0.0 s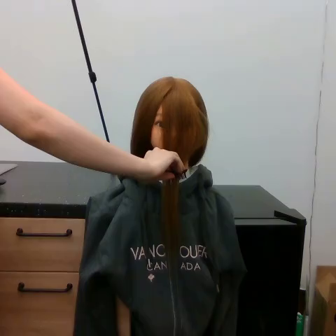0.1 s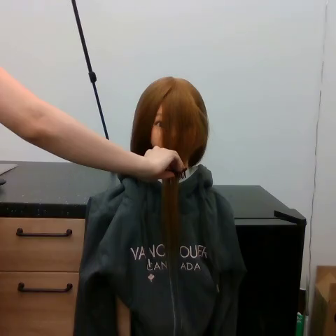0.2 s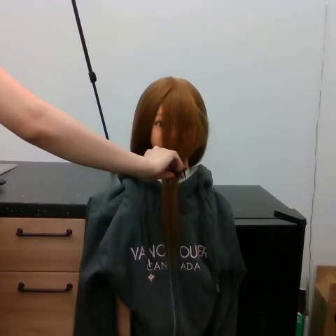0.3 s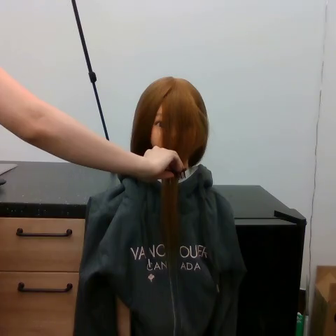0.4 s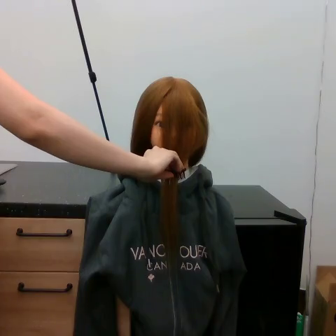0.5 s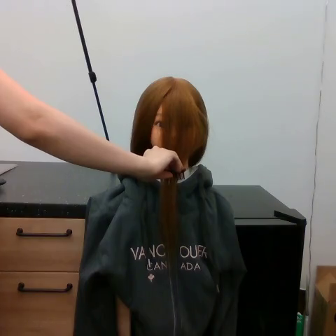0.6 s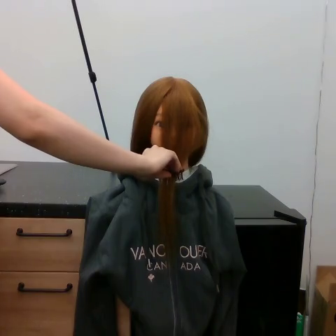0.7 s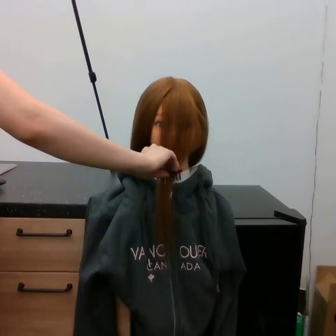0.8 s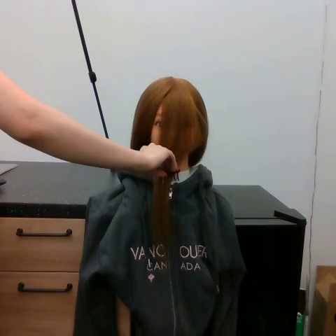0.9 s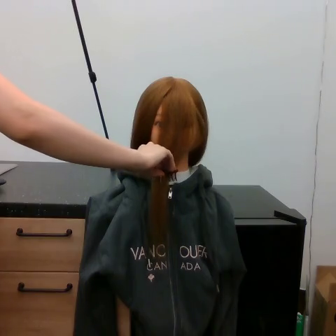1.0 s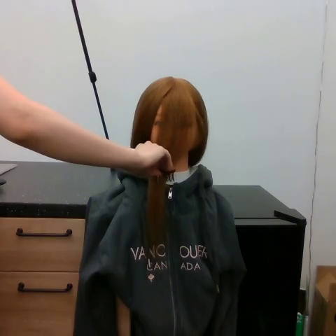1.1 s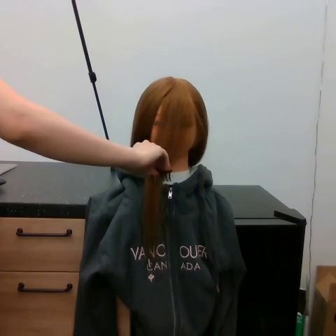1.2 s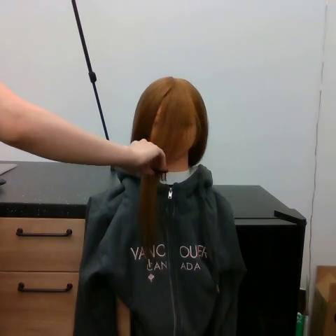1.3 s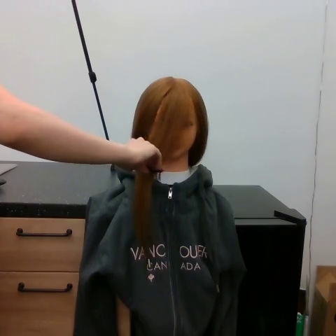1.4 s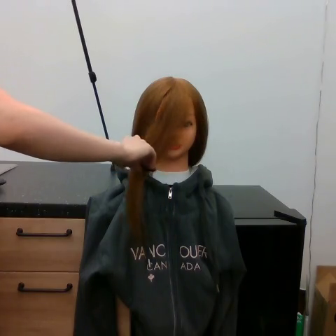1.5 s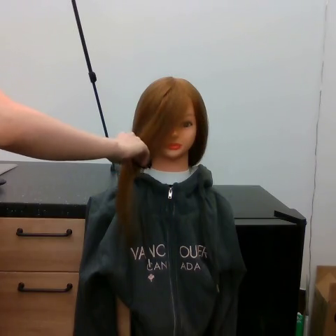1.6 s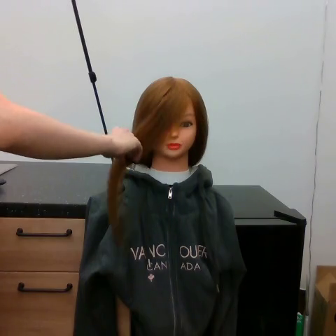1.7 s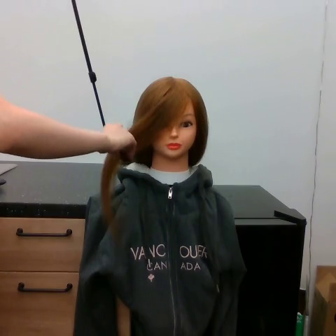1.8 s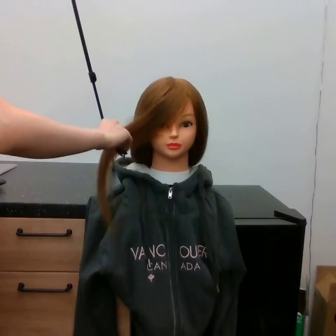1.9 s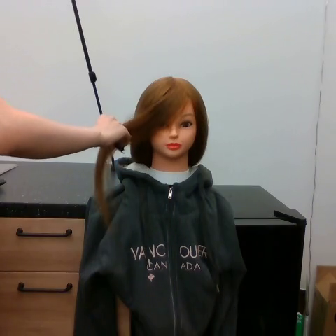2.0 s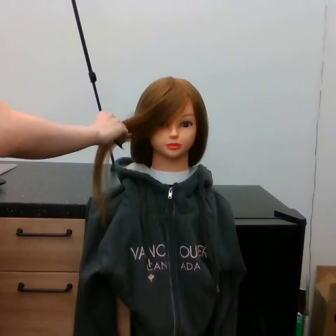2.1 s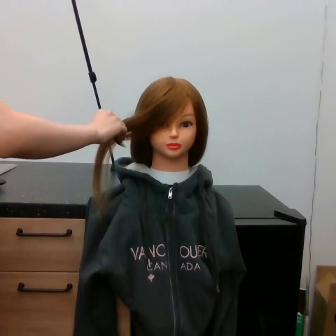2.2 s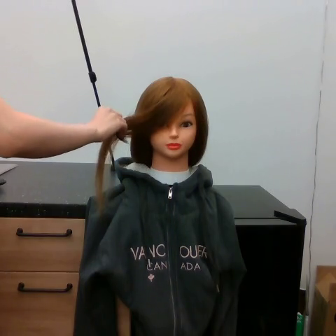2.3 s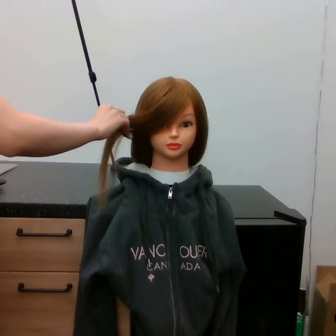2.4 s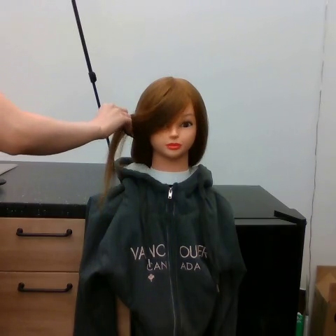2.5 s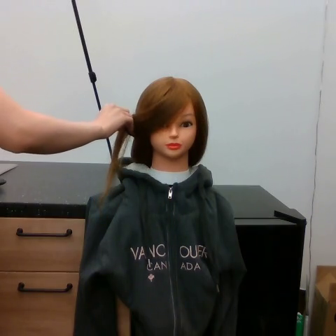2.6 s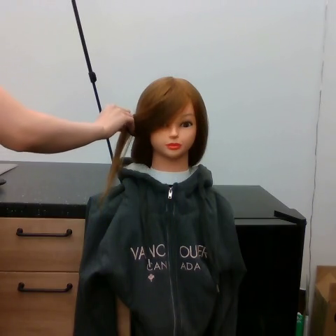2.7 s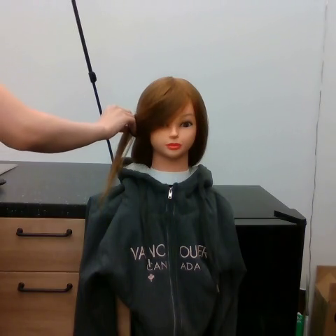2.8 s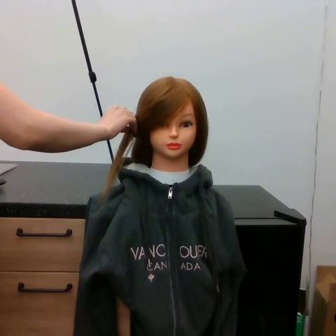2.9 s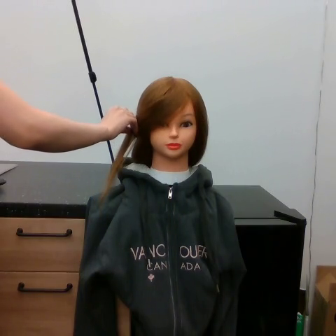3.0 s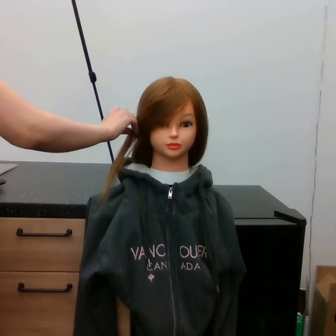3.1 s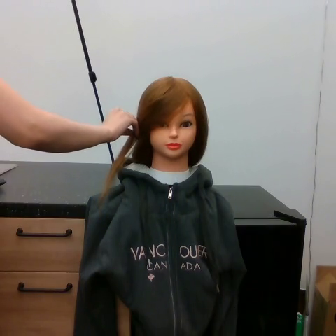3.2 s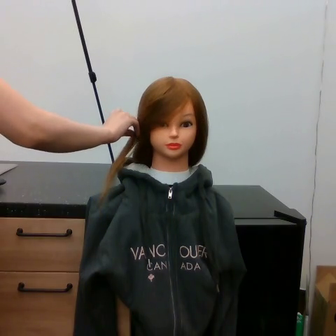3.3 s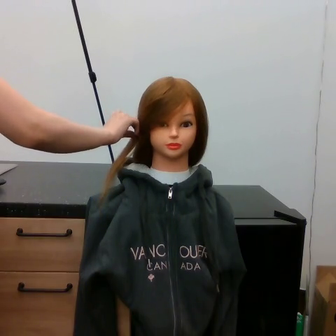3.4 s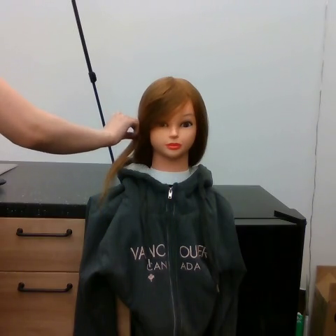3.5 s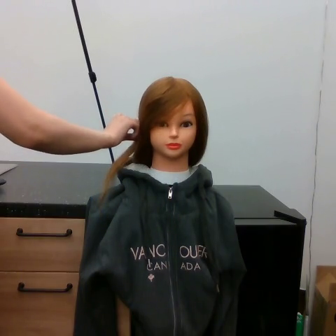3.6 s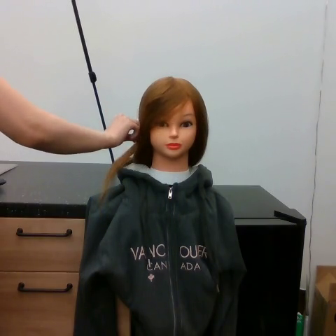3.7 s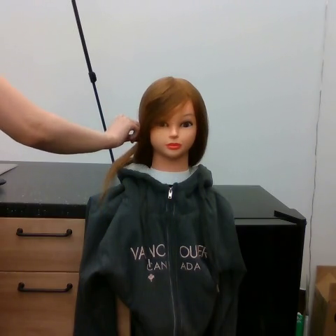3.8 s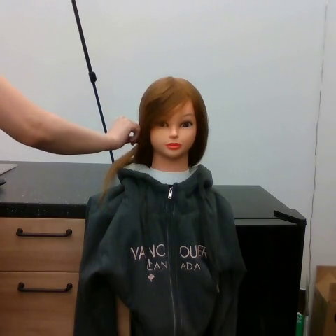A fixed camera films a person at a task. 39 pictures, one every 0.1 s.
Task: tidy front hair.
Motion: move upward and to the left, then move downward and to the right shortly.
0.0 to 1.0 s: The hand moves only a little.
1.0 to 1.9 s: The hand goes to the left and upward.
1.9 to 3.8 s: The hand goes to the right, on a clockwise arc.
In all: It circles clockwise, turning through about 270 degrees.
